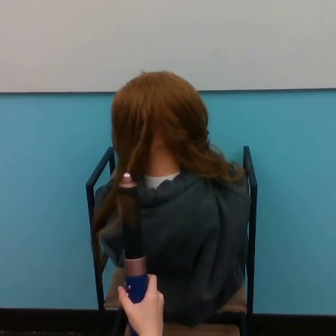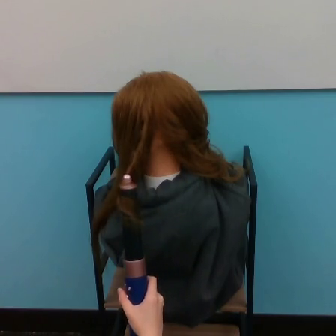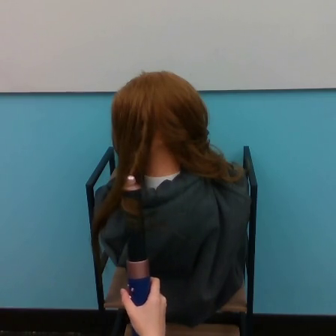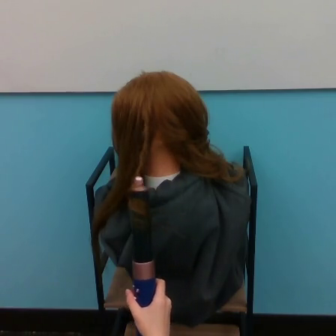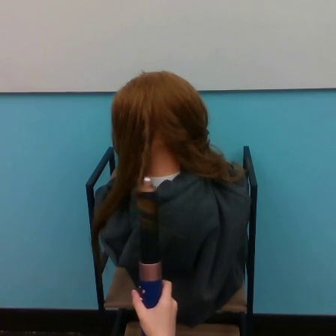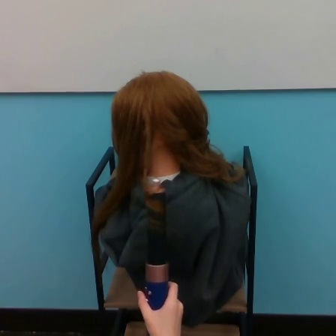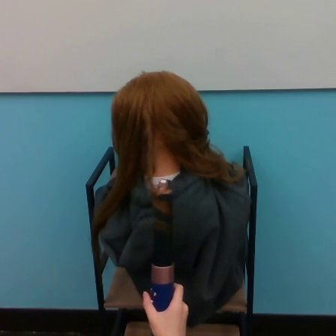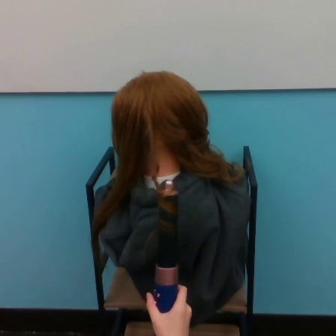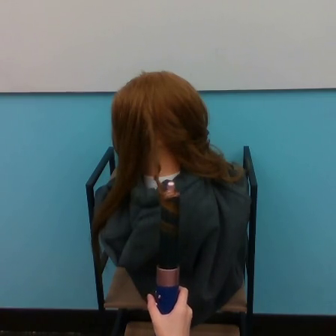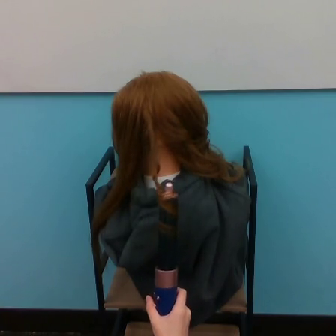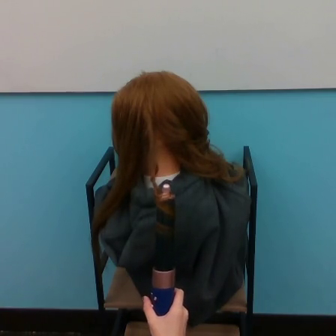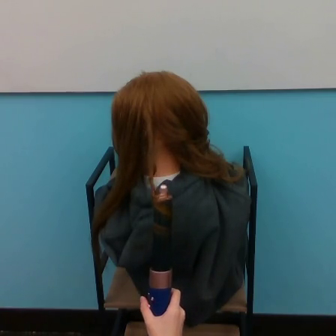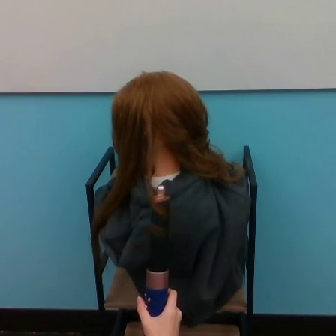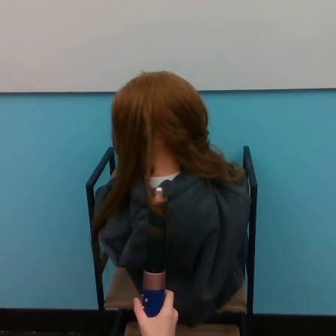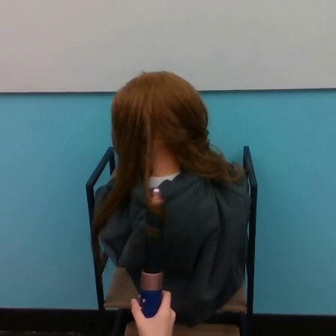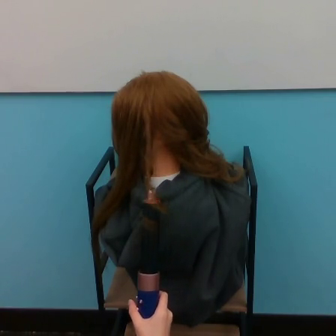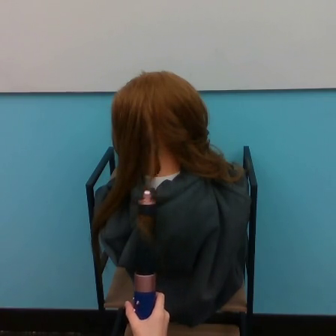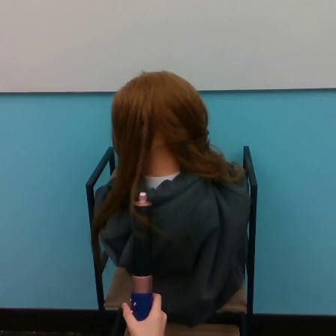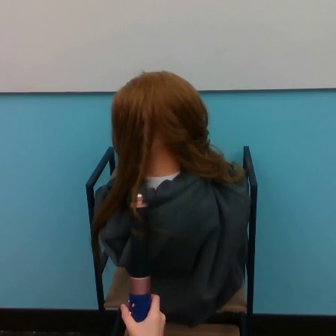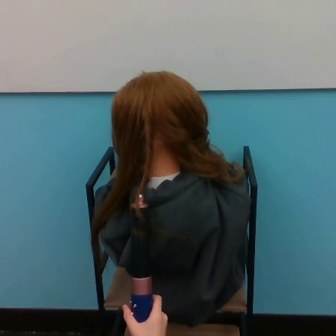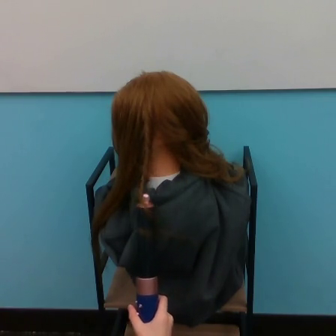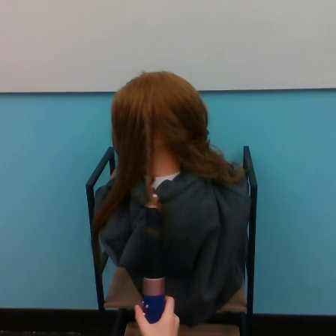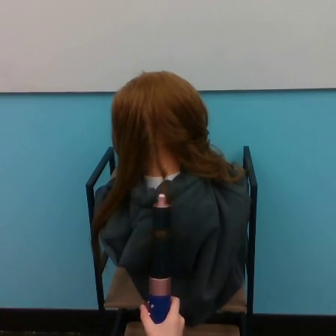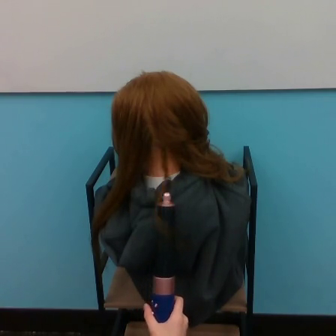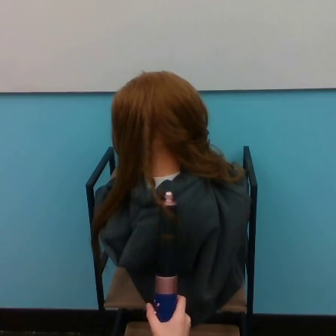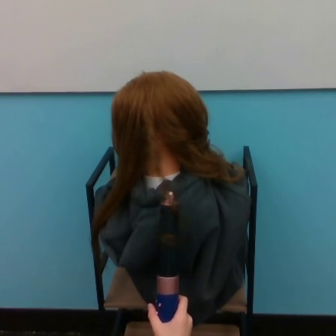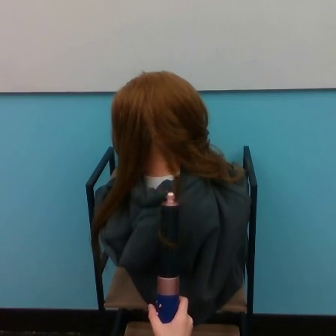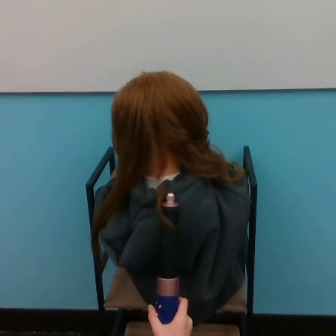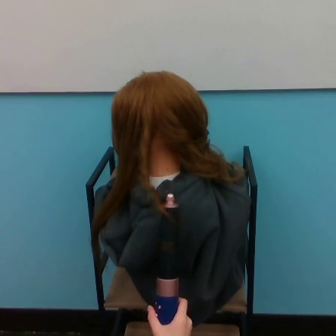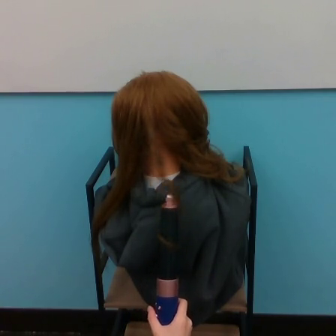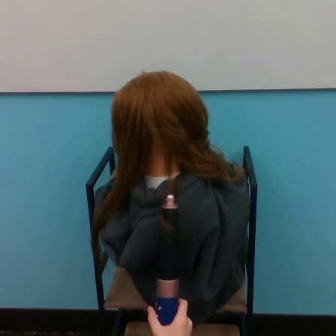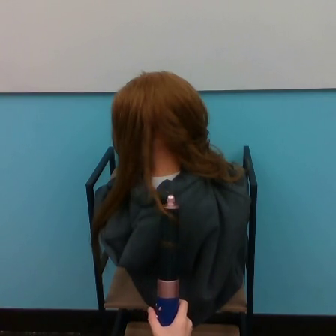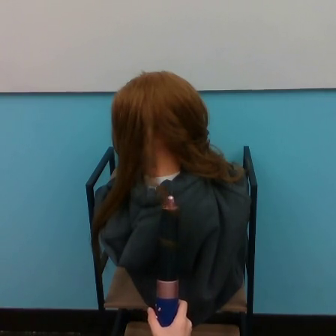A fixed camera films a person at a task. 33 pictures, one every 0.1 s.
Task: curl hair.
0.0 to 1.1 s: The hand goes to the right.
1.1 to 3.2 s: The hand stays where it is.
